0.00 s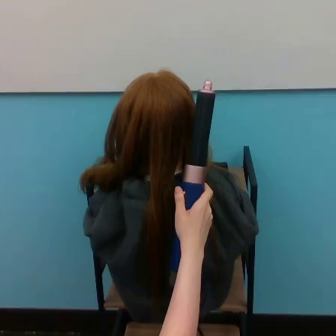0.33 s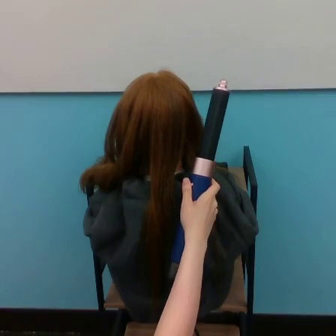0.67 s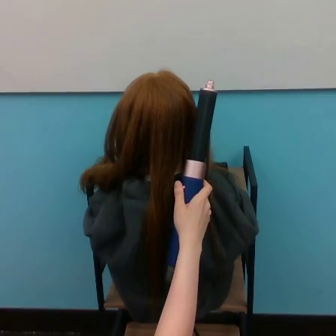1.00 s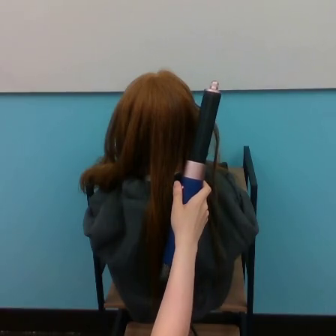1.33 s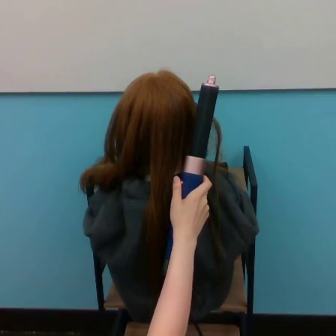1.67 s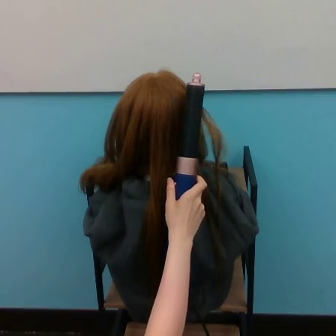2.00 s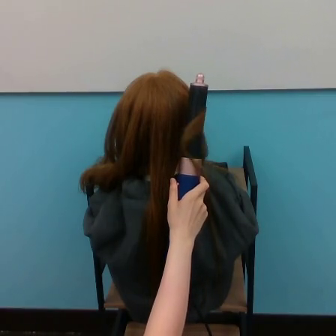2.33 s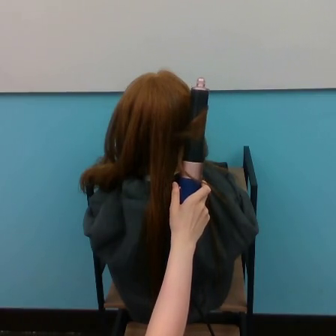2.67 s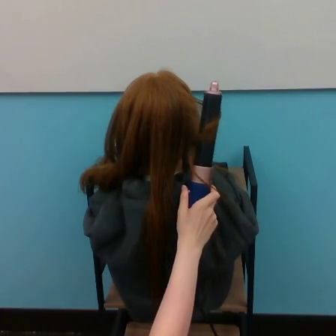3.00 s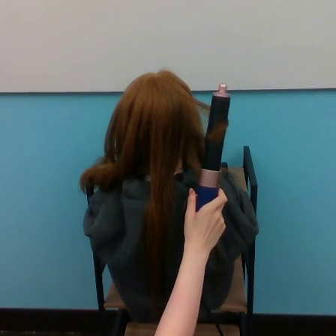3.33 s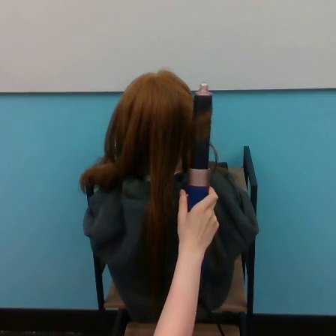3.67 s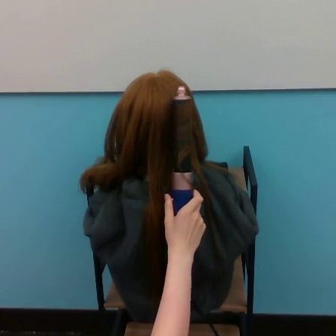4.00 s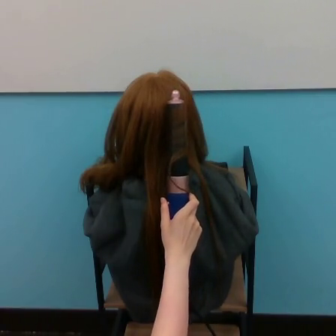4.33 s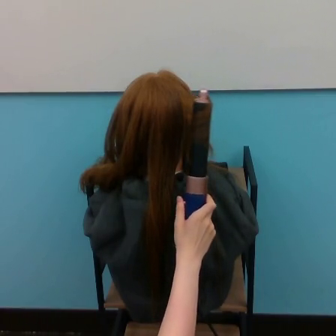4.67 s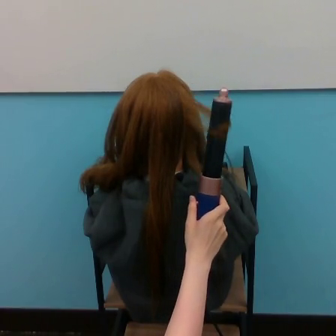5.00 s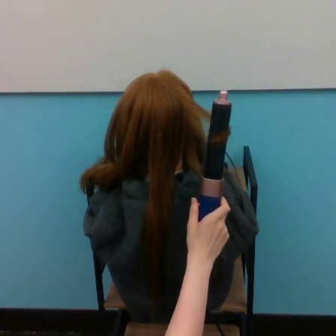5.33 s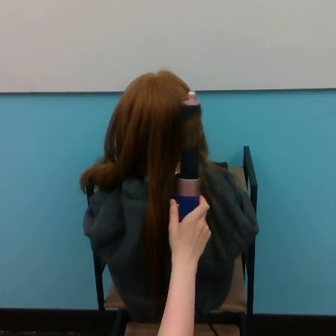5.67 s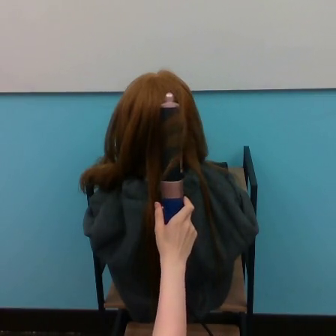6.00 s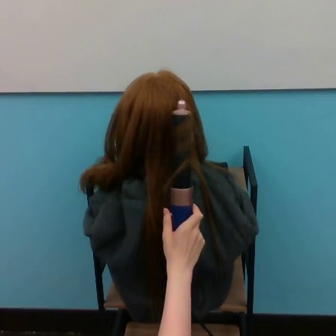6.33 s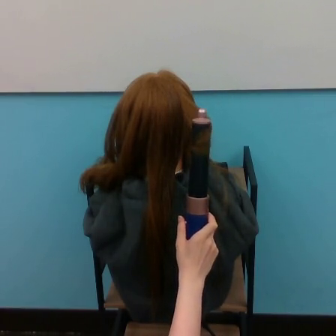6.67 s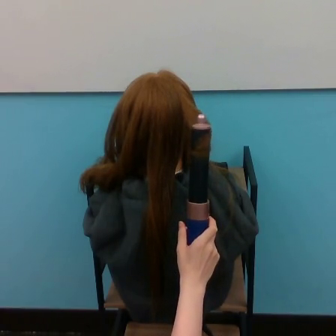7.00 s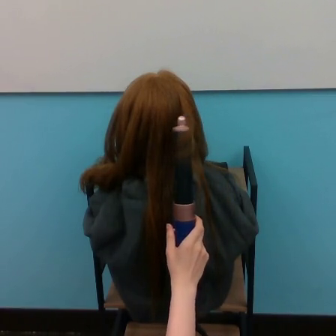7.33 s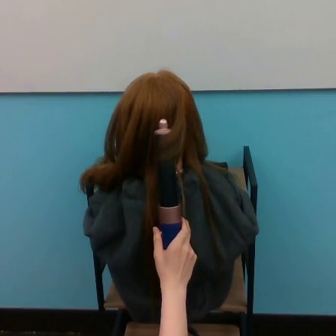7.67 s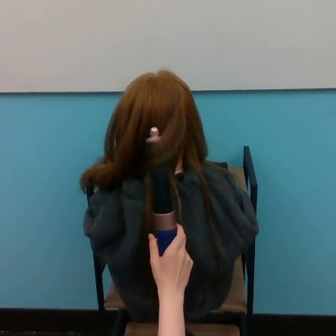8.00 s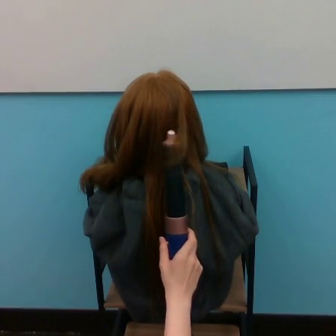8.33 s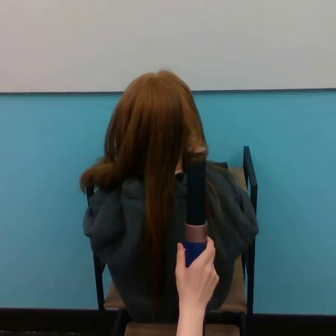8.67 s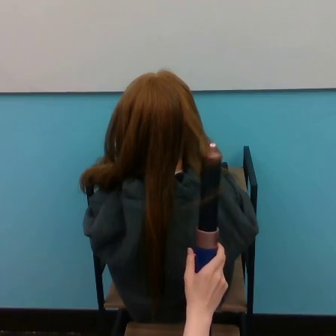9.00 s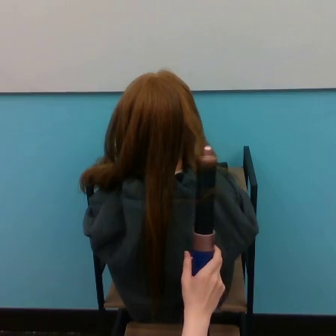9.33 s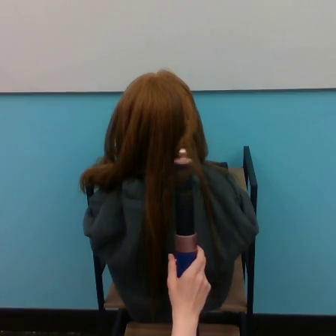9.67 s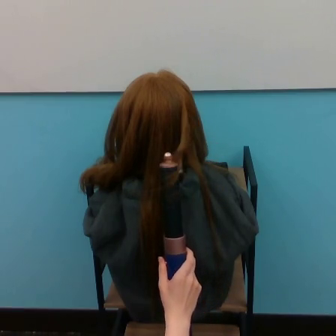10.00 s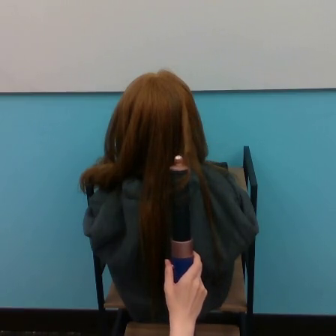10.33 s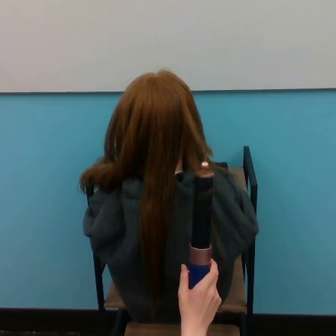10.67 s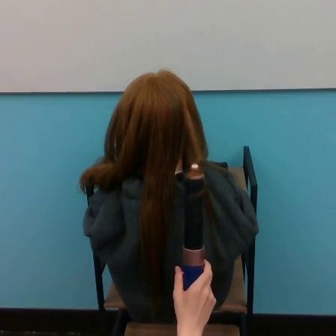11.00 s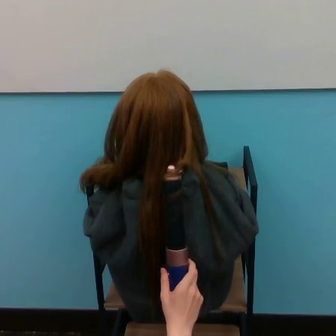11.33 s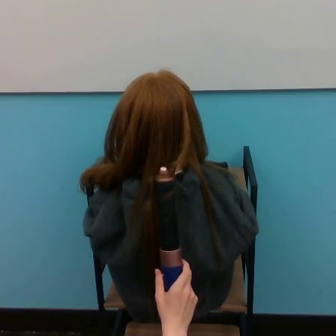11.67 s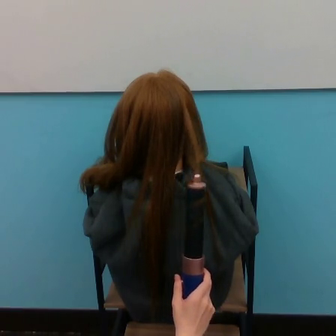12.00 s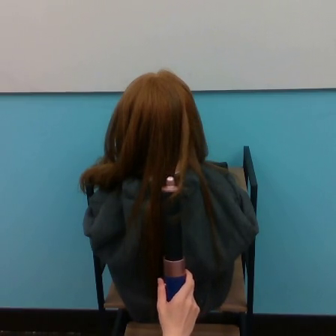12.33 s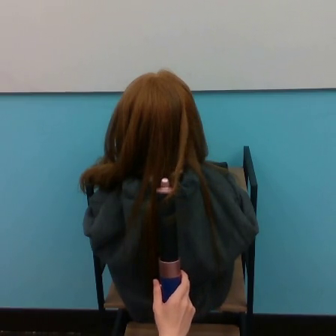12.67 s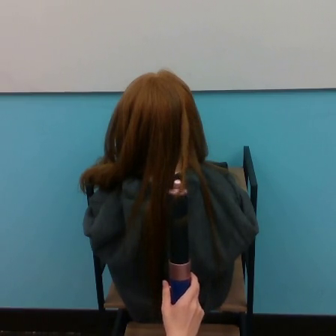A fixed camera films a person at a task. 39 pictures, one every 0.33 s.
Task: curl hair.
Motion: move downward, making horizontal oscillations to the left and to the right.
0.00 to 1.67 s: The hand moves only a little.
1.67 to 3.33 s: The hand goes to the right.
3.33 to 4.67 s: The hand goes to the left, then to the right.
4.67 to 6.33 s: The hand goes to the left, then to the right and downward.
6.33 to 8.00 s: The hand goes to the left.
8.00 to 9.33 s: The hand goes to the right and downward, then to the left, on a clockwise arc.
9.33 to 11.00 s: The hand goes downward, then to the left.
11.00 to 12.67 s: The hand moves only a little.
